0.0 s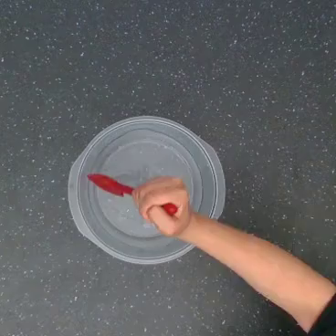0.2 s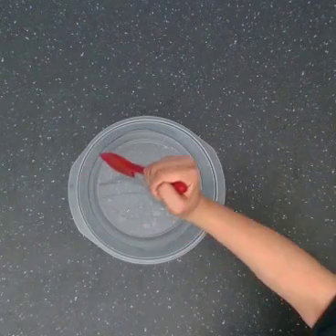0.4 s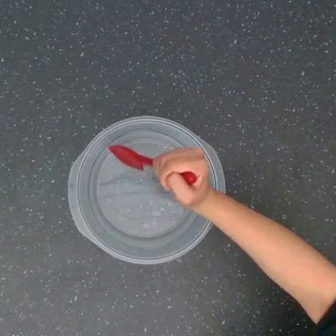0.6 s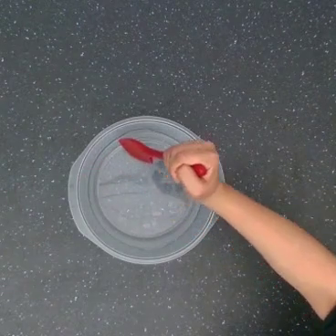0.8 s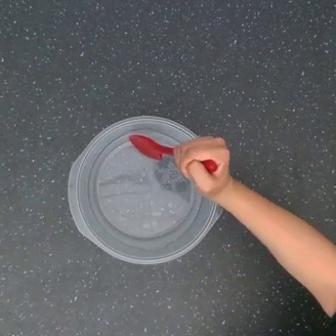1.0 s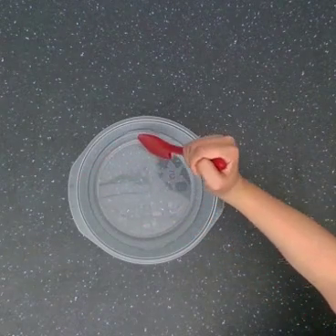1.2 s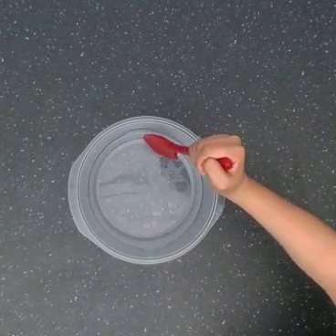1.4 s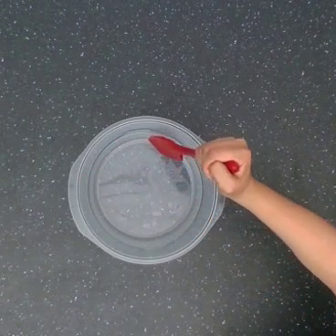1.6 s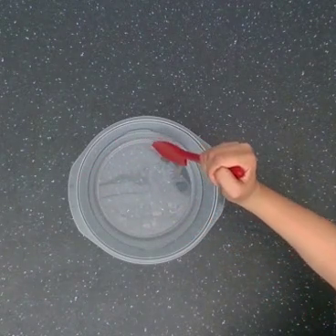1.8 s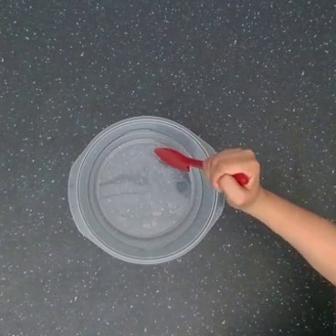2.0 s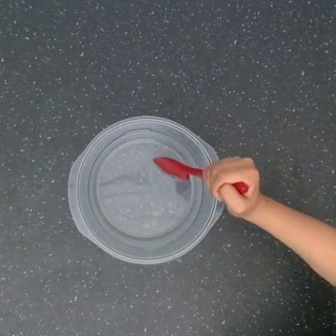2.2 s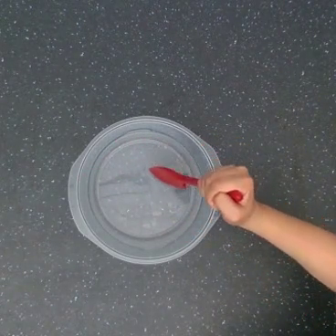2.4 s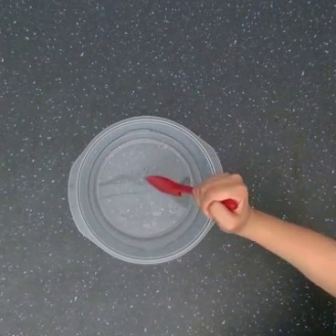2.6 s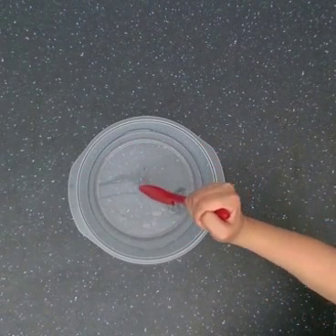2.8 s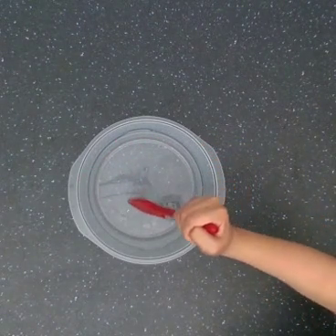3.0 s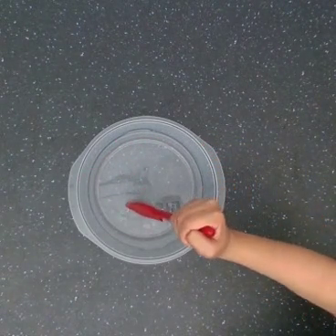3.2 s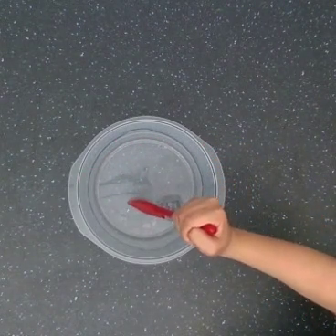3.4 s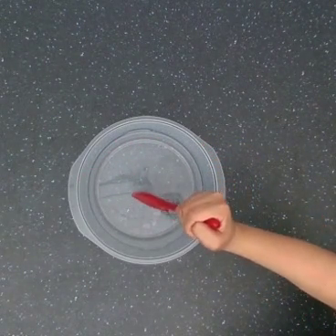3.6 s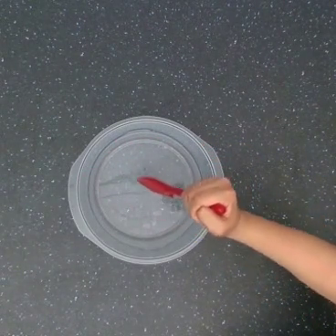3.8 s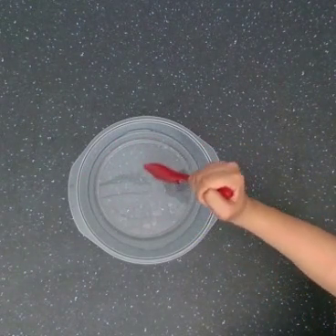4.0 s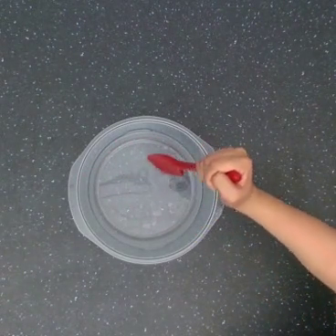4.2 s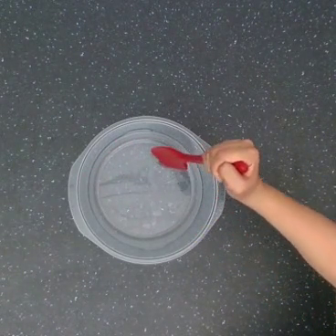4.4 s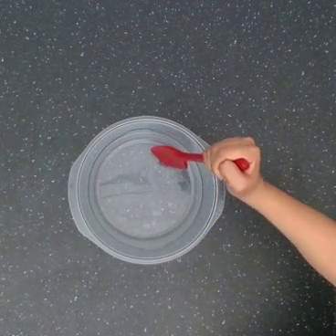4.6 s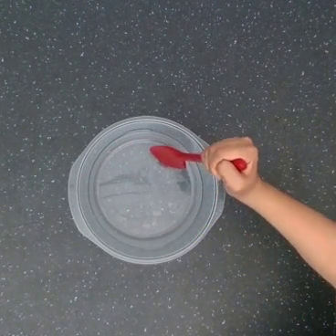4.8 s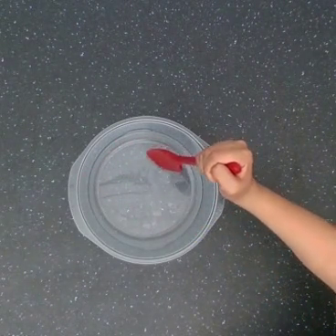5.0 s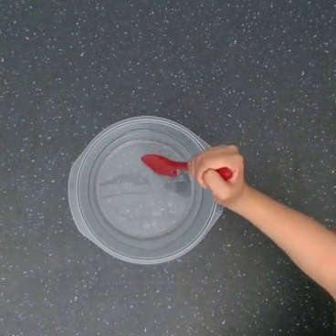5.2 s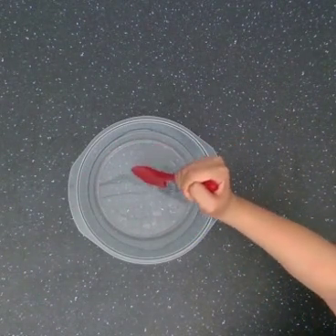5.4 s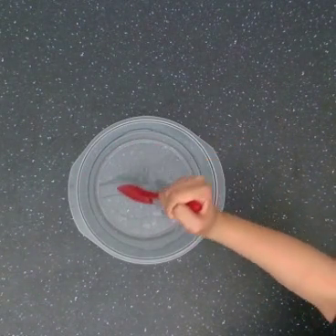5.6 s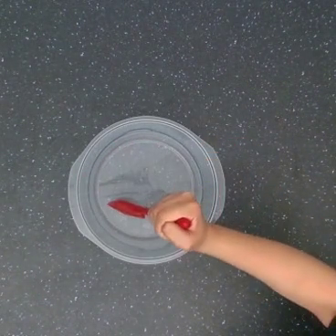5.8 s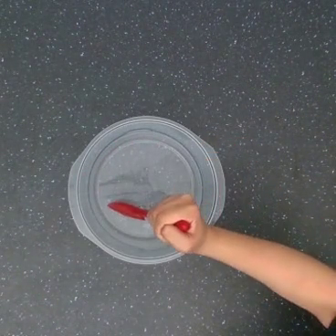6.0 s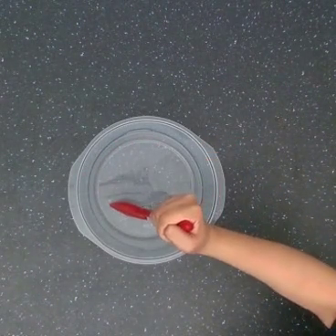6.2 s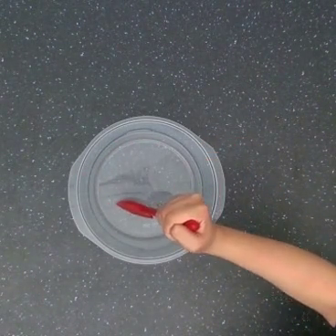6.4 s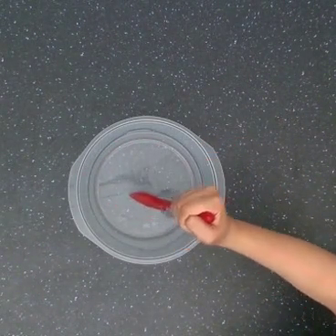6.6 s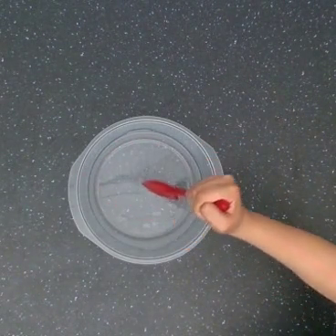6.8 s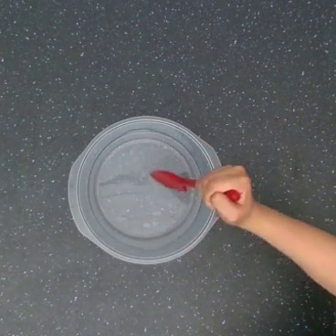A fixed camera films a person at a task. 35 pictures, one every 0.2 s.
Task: stir.
Motion: move upward and to the right, move downward and to the left, repeating this sequence 2.5 times.
0.0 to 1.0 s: The hand goes to the right and upward.
1.0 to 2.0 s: The hand goes downward and to the right, on a clockwise arc.
2.0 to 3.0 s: The hand goes downward and to the left.
3.0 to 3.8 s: The hand goes upward.
3.8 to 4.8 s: The hand goes upward and to the right.
4.8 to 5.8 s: The hand goes downward and to the left.
5.8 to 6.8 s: The hand goes to the right and upward.
